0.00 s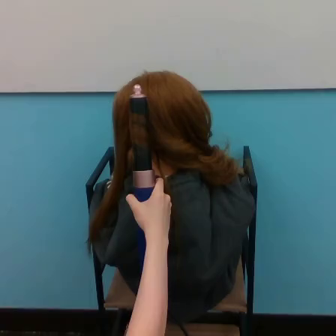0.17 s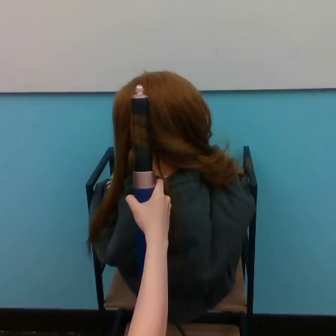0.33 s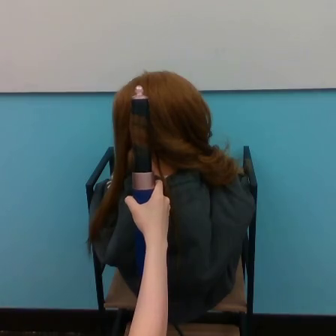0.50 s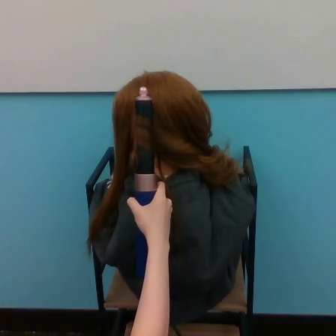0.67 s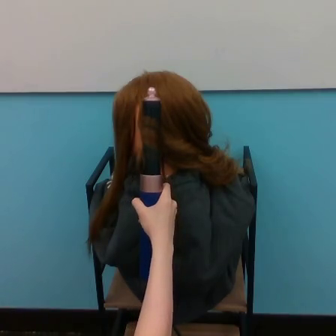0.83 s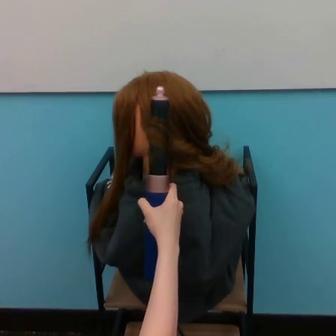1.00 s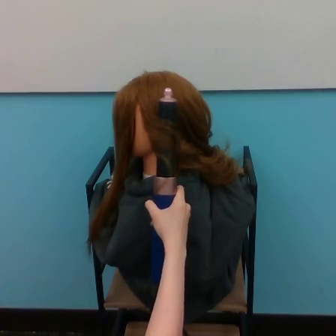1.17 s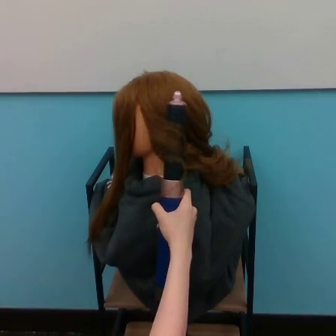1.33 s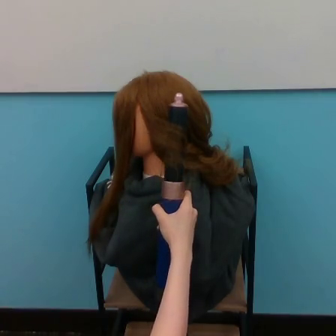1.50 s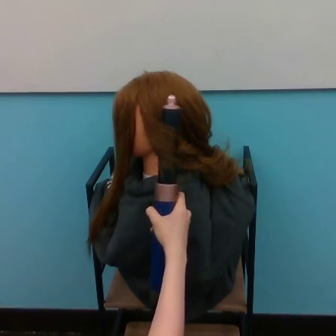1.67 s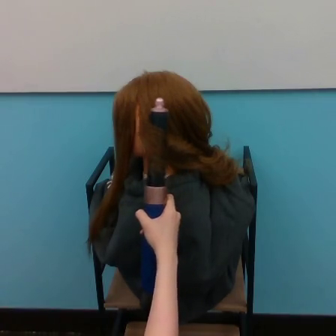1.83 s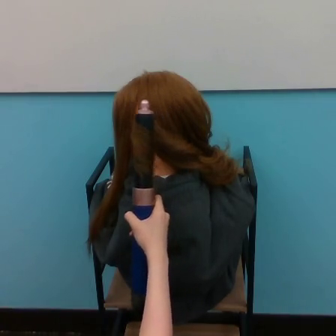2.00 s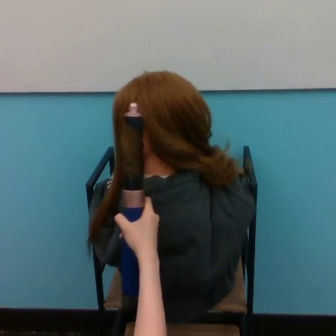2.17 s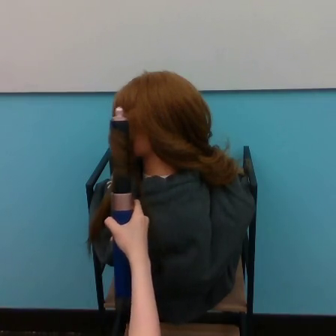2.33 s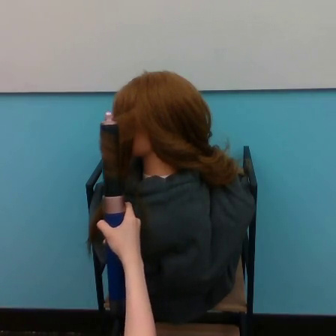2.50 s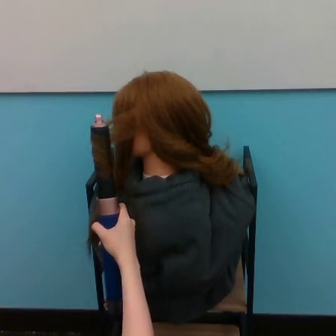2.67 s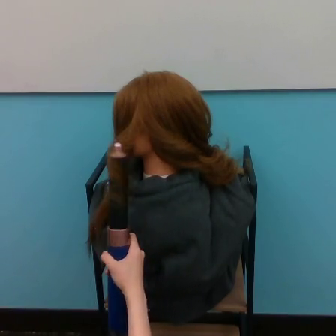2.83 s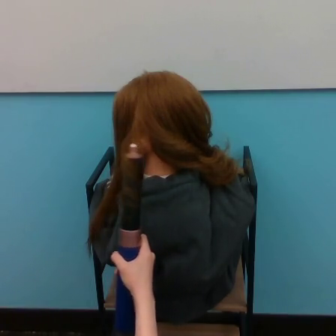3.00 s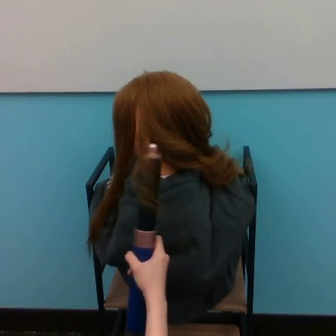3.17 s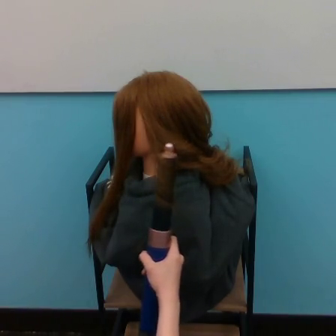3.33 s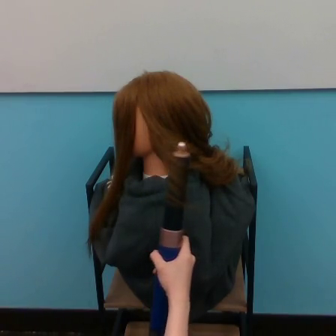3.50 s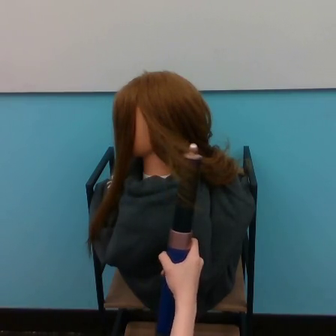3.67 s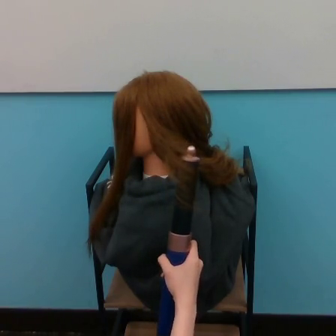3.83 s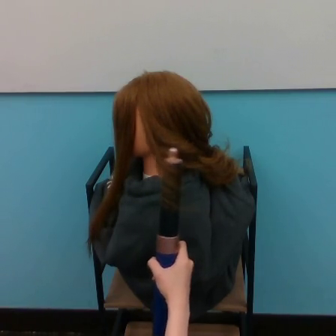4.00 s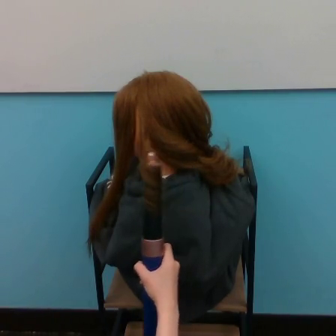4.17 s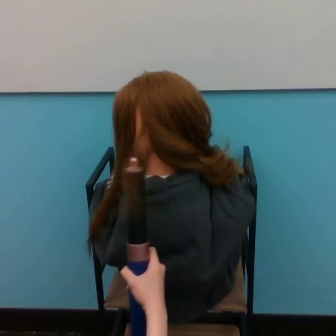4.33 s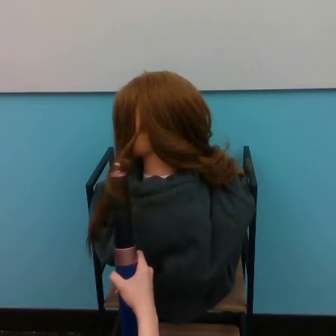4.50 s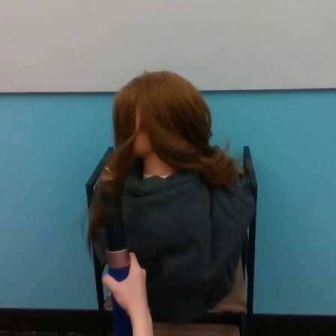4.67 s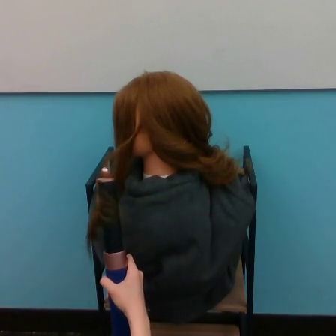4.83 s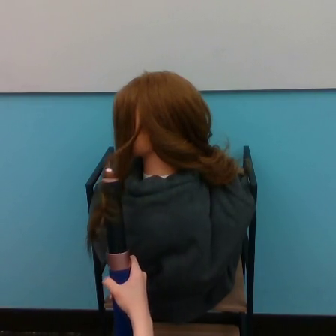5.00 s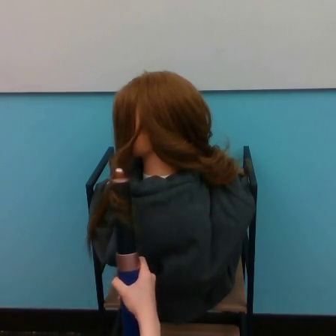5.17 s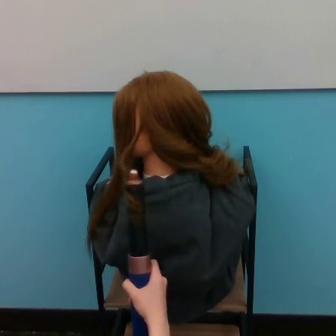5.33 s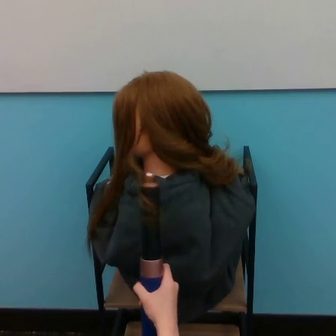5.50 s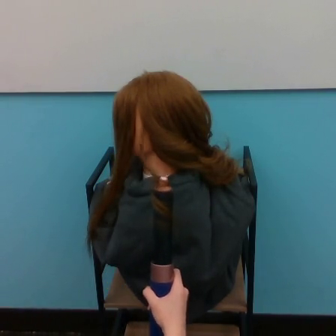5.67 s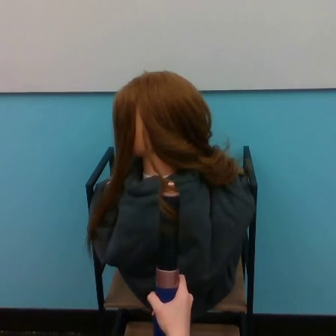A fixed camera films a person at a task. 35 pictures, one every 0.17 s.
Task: curl hair.
Motion: move downward, making horizontal oscillations to the left and to the right.
0.00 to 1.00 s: The hand goes to the right.
1.00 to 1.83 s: The hand goes to the left, on a clockwise arc.
1.83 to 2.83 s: The hand goes downward and to the left, then to the right.
2.83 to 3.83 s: The hand goes to the right.
3.83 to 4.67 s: The hand goes to the left.
4.67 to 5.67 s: The hand goes to the right.
